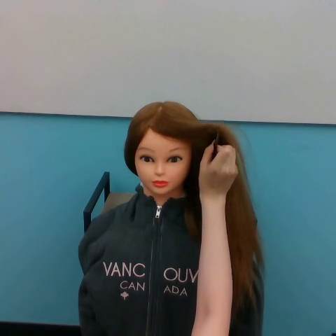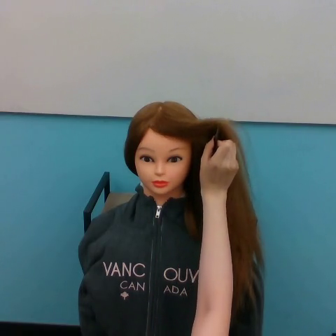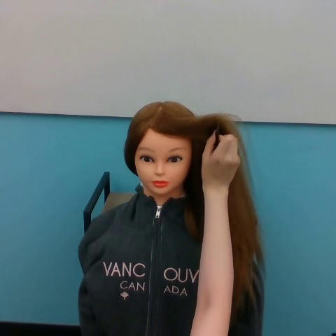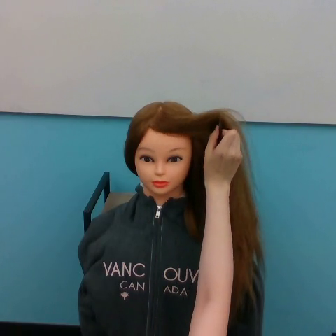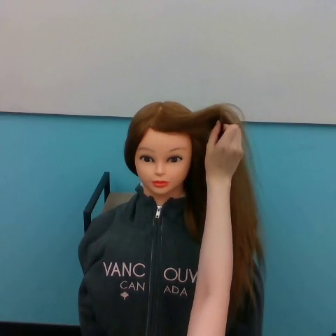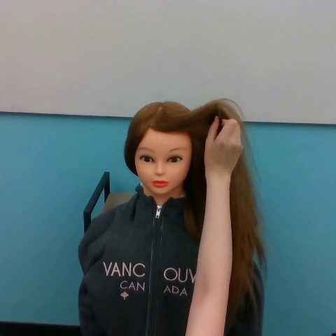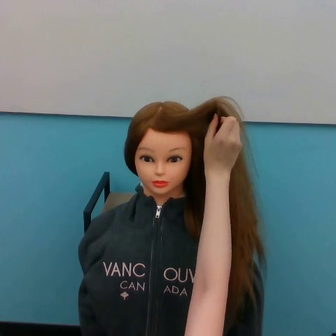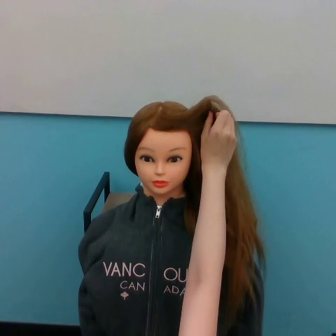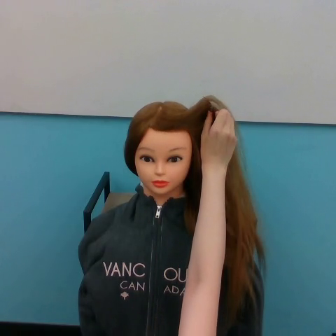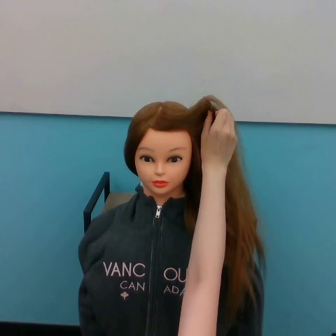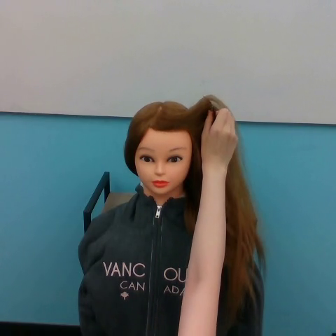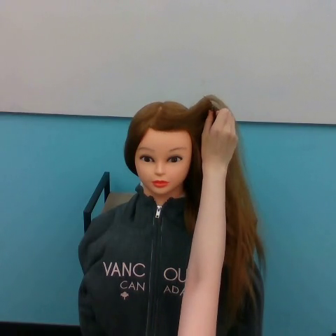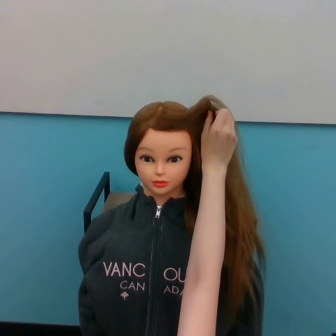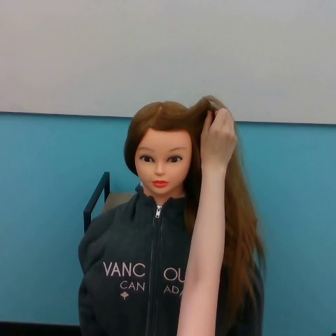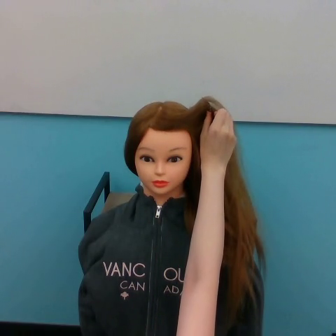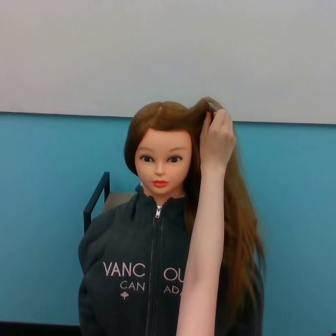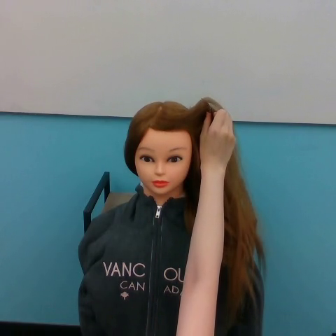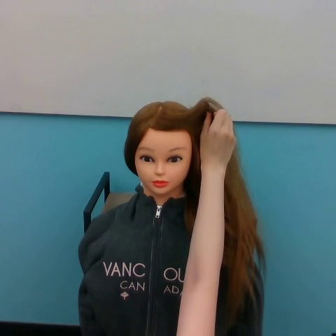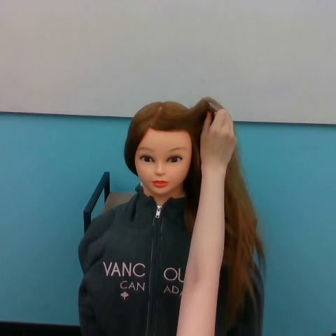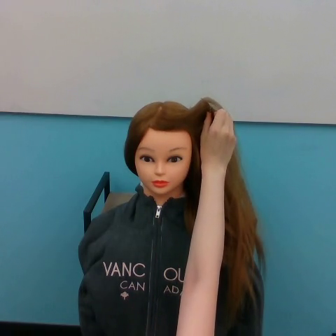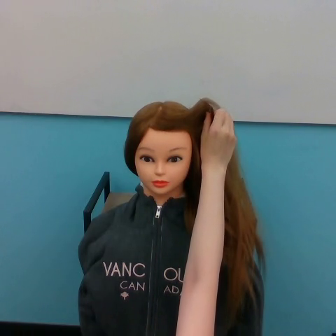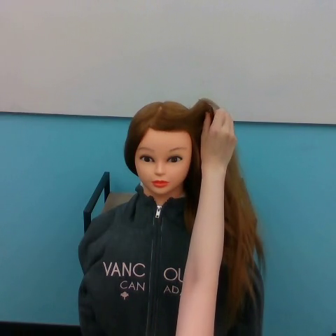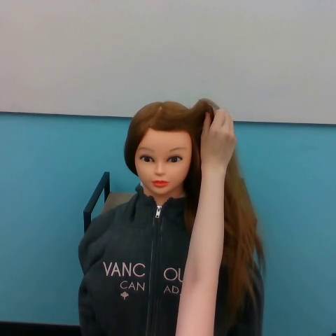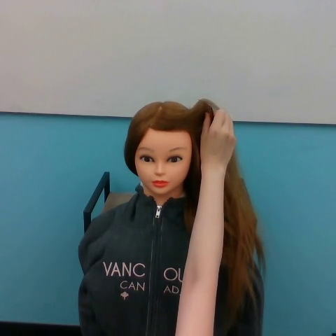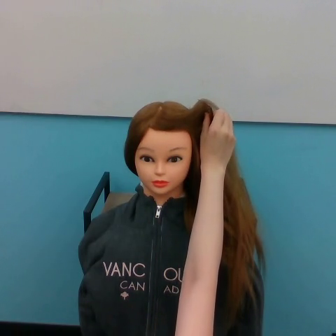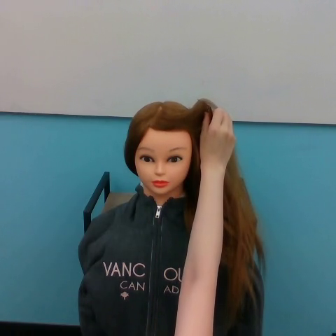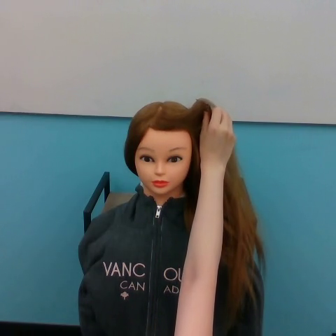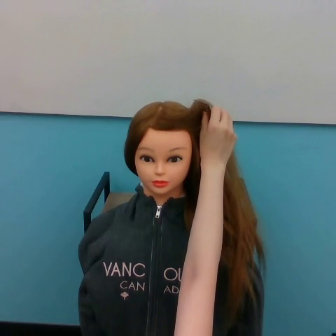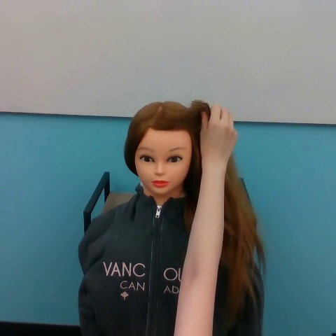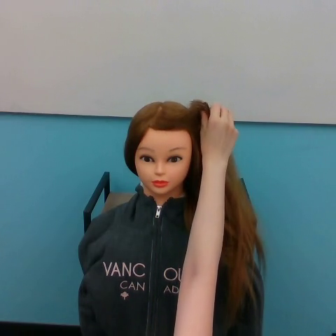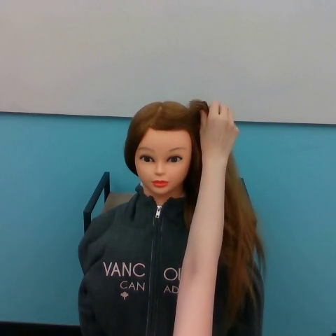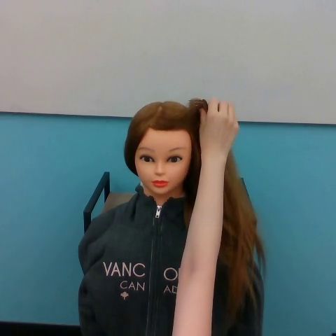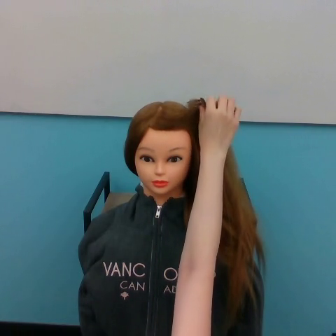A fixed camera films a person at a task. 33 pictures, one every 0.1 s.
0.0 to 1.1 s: The hand goes upward.
1.1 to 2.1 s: The hand stays where it is.
2.1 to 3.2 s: The hand goes upward.
Task: tidy front hair.
